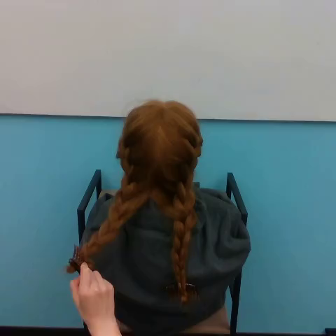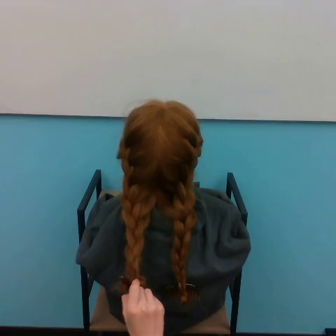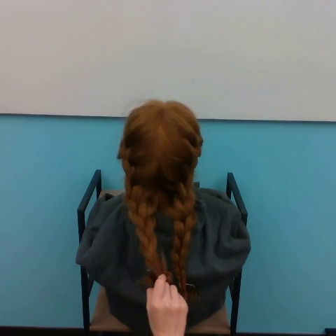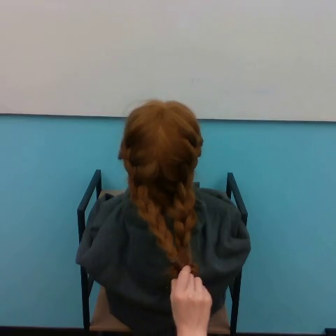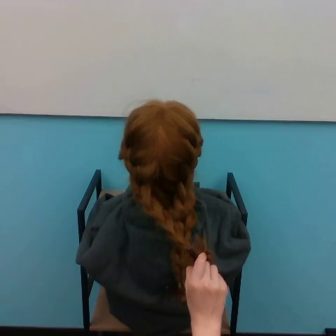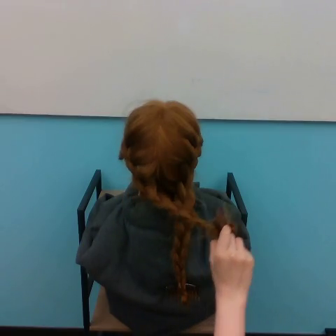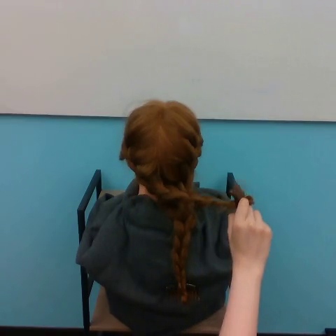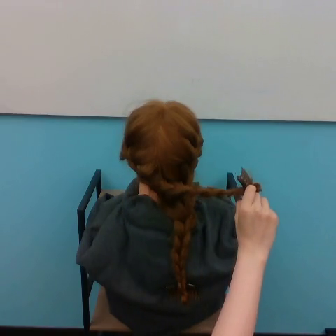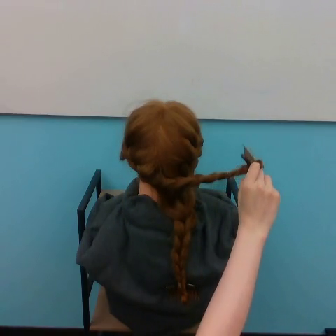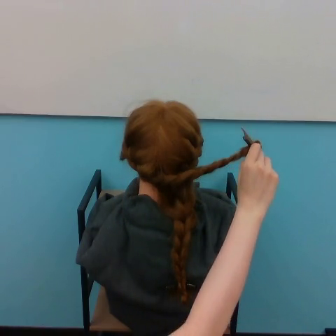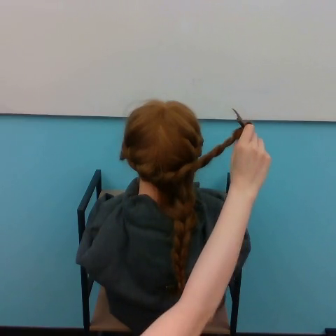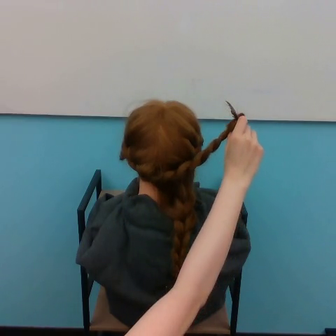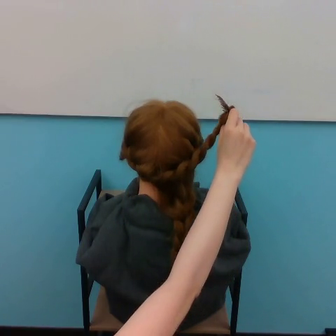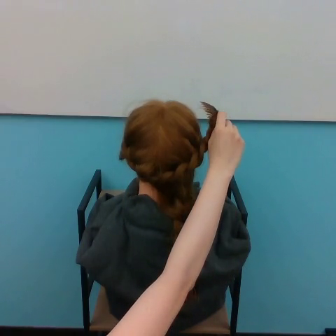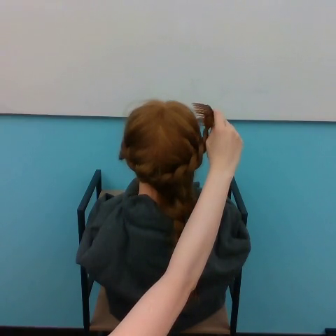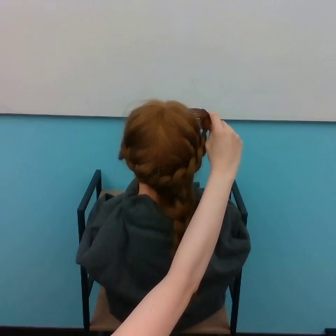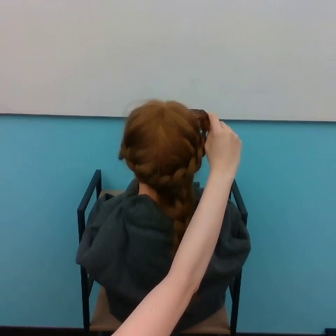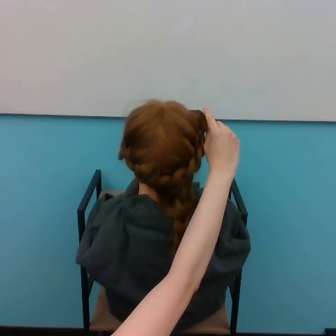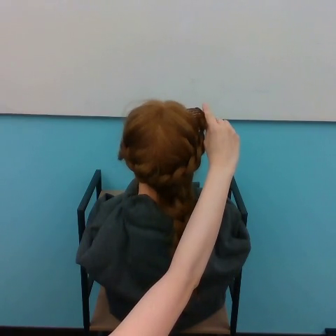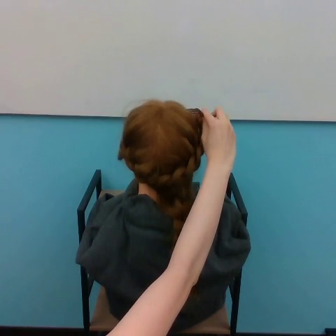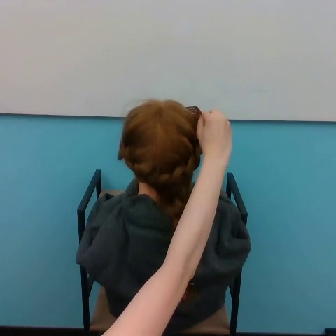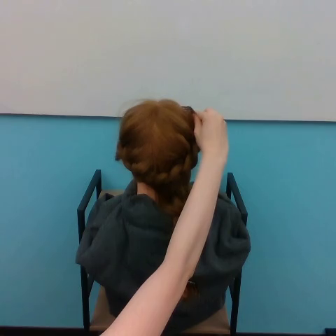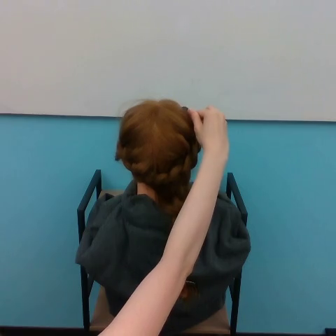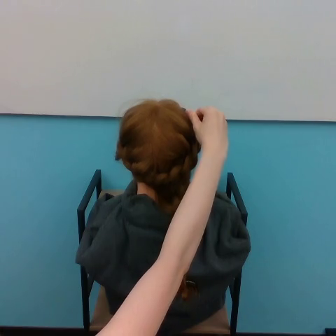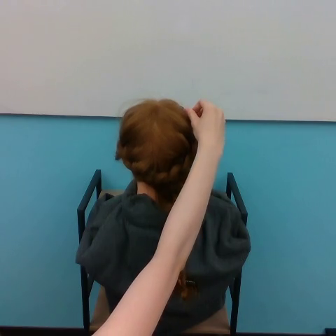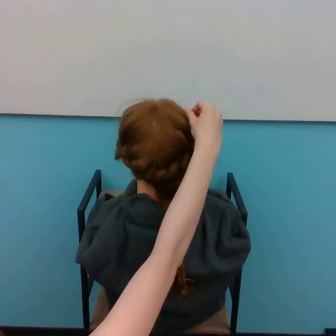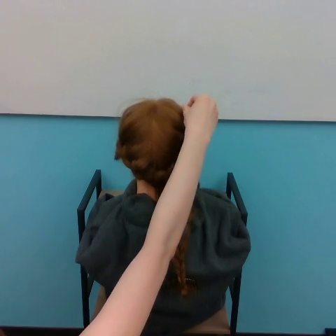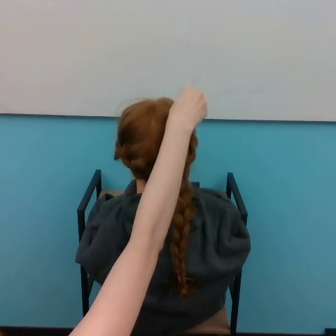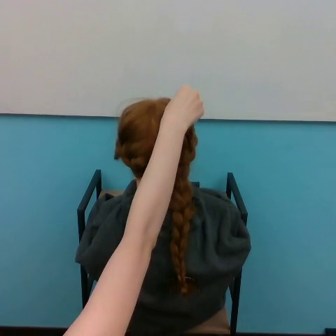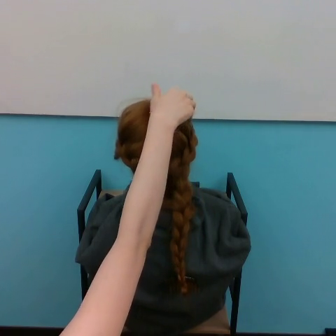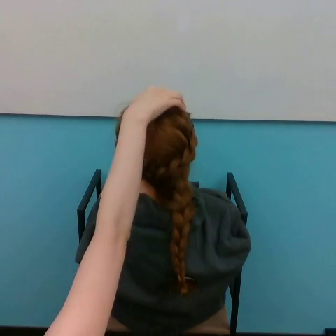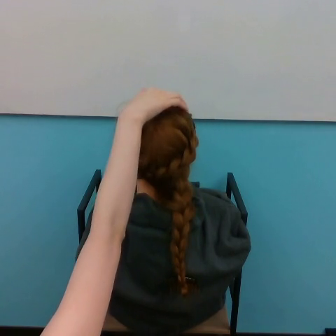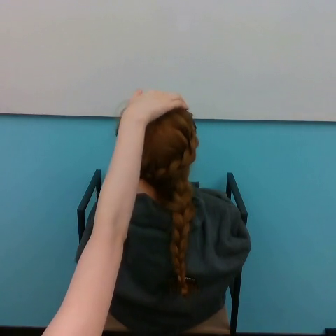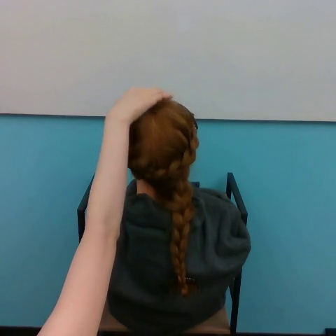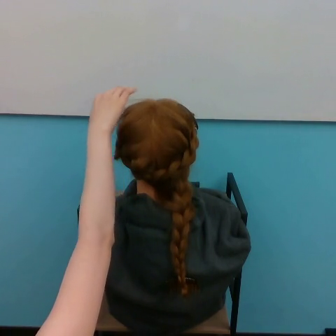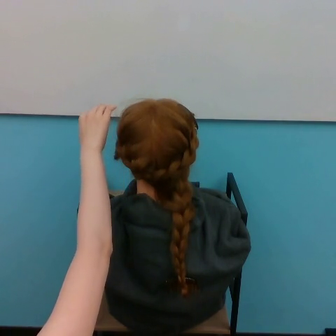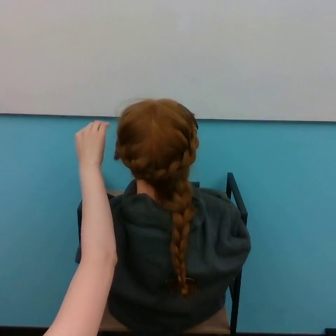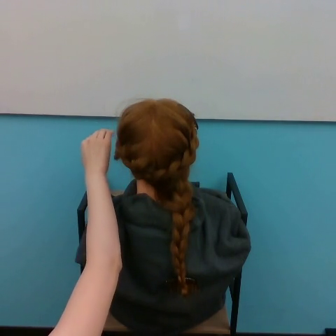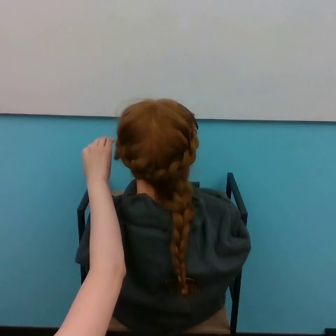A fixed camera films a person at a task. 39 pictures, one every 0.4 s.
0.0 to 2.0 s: The hand goes to the right.
2.0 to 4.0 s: The hand goes upward.
4.0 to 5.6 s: The hand goes to the left and upward.
5.6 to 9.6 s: The hand goes to the left and upward.
9.6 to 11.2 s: The hand goes to the left and upward.
11.2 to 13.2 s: The hand goes to the left.
13.2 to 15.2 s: The hand goes downward and to the left.
In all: It circles counterclockwise, turning through about 270 degrees.
Task: style hair.
Motion: make a circular motion counter-clockwise.
